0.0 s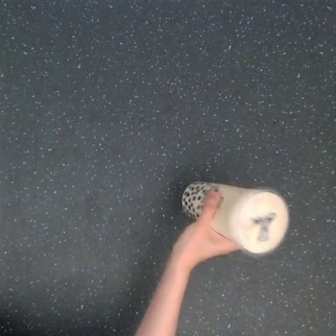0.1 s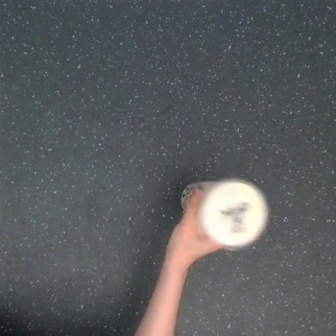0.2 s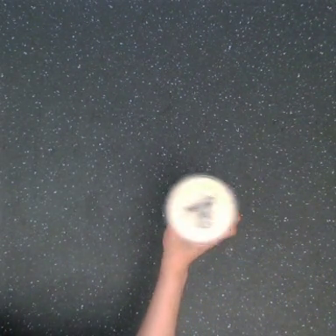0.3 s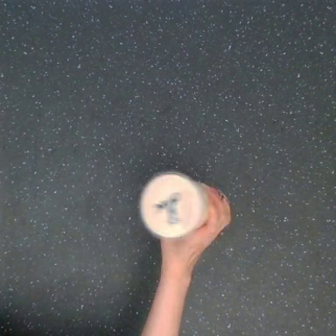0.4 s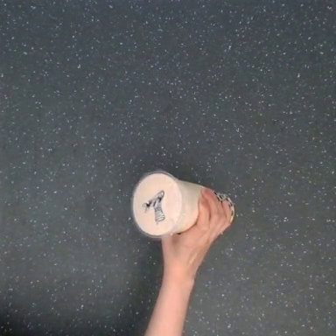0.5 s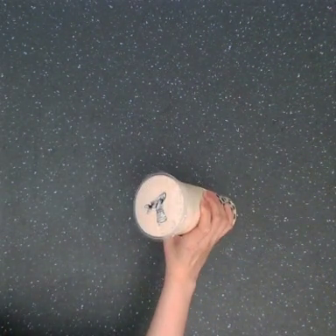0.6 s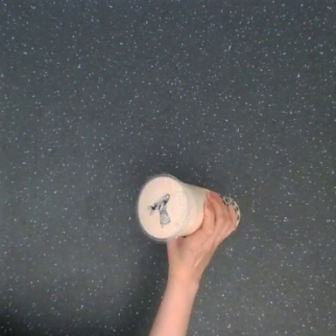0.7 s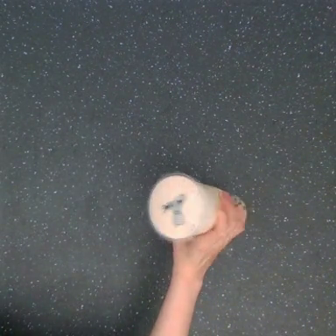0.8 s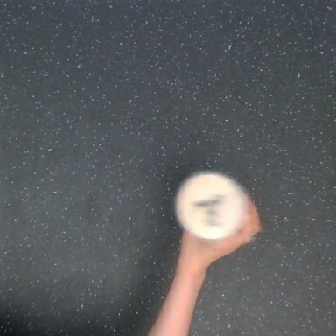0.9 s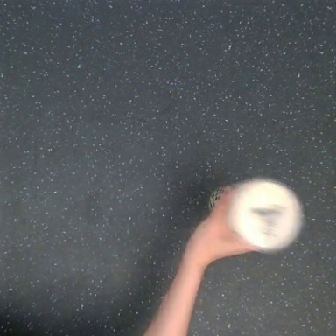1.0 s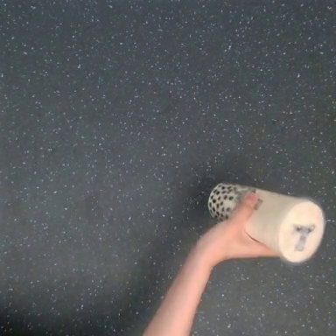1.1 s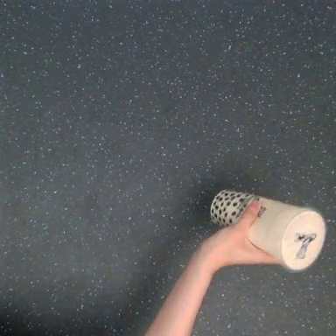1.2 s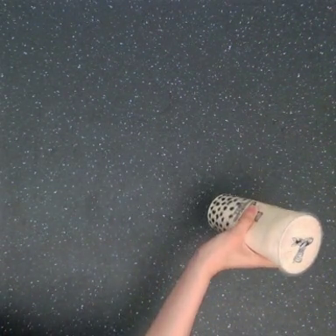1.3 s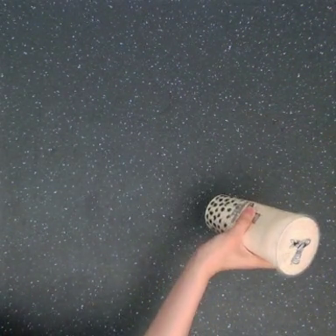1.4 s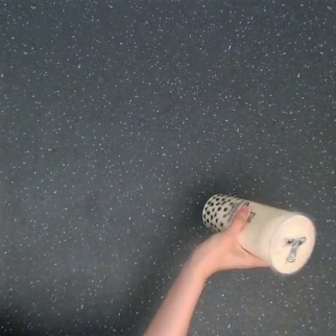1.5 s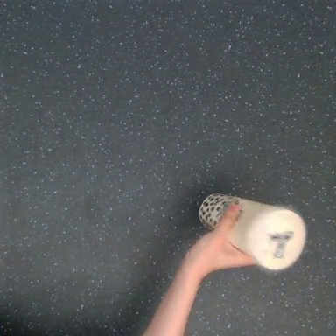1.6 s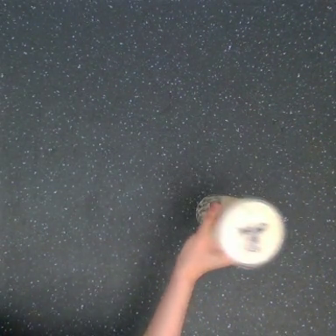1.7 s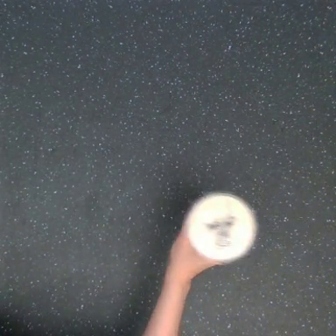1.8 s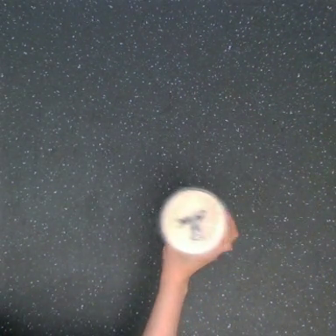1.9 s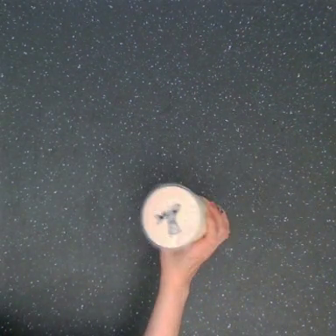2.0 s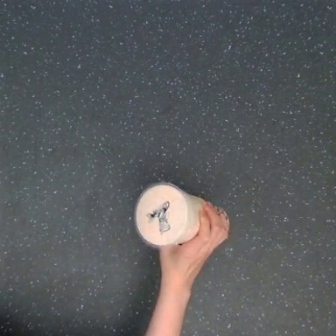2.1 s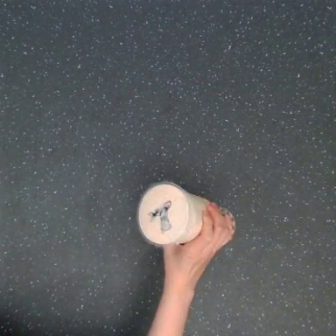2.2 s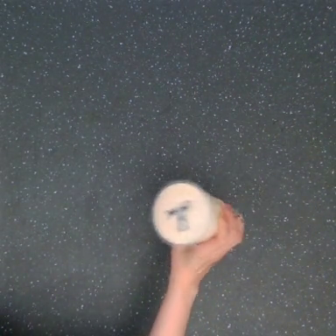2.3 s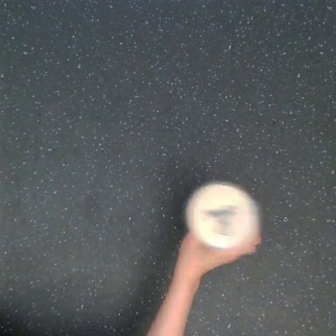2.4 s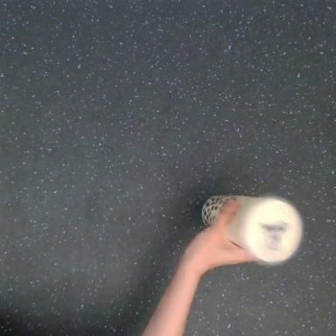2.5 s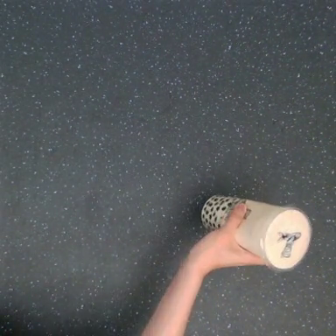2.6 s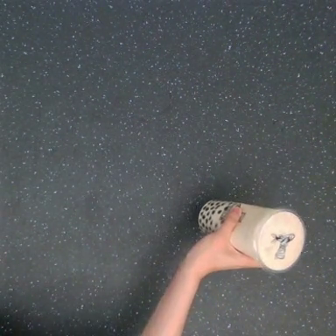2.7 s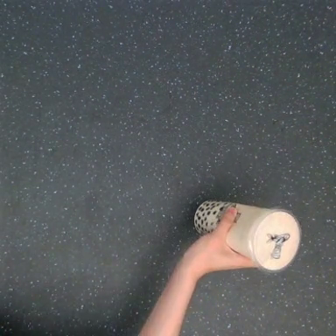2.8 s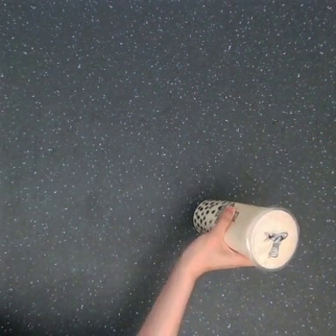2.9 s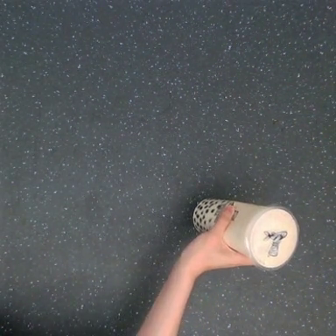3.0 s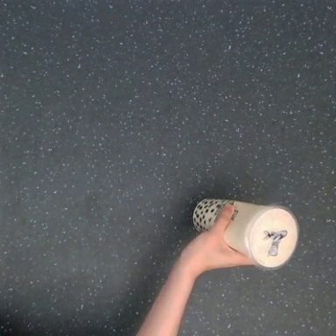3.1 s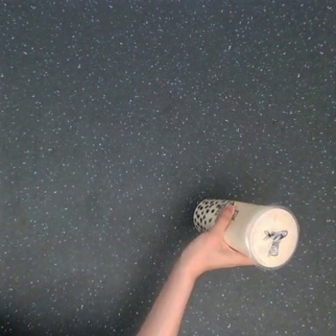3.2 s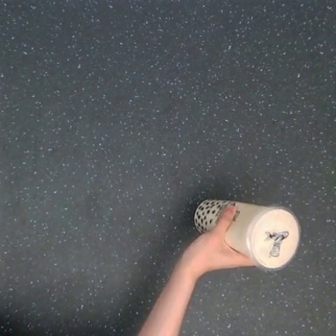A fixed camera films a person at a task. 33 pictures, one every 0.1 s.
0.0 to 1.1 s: The hand goes to the right and downward.
1.1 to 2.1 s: The hand goes to the left.
2.1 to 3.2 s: The hand goes to the right and downward.
Task: shake the boba.
